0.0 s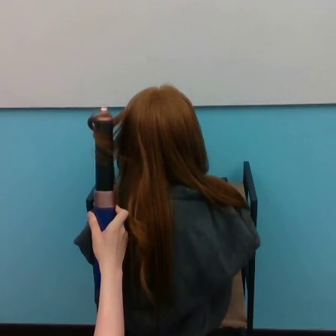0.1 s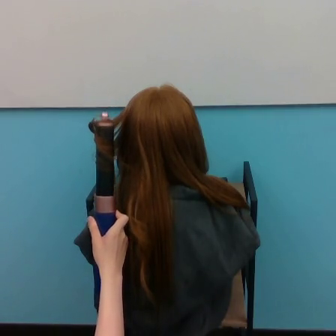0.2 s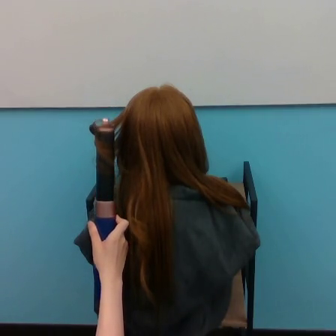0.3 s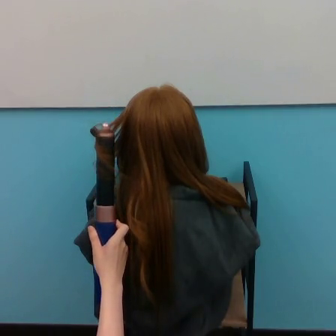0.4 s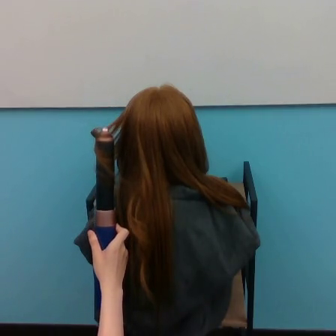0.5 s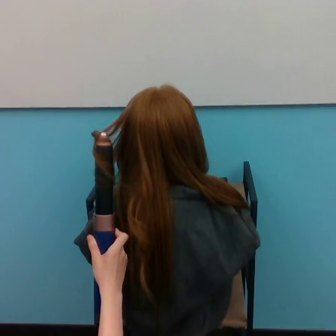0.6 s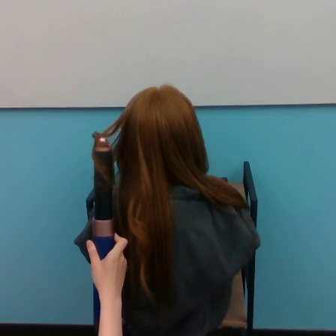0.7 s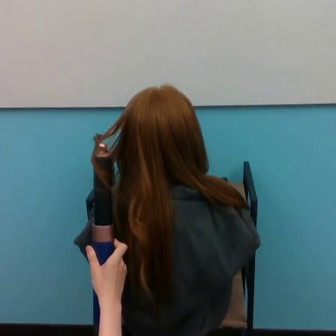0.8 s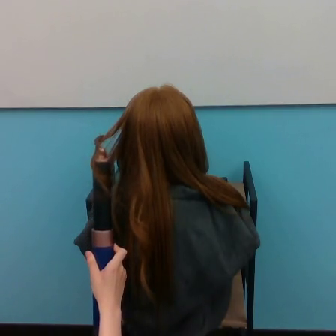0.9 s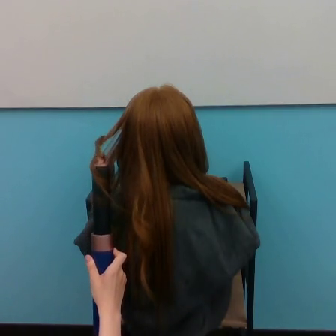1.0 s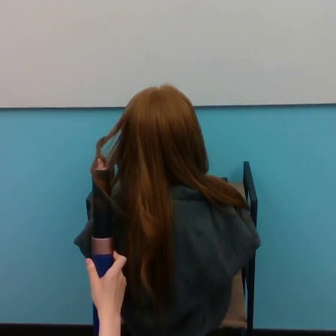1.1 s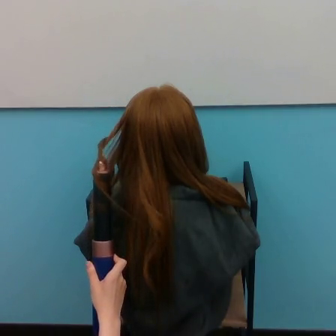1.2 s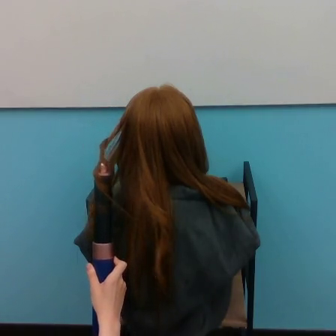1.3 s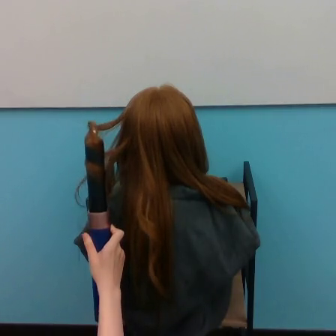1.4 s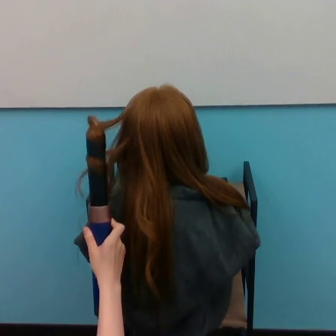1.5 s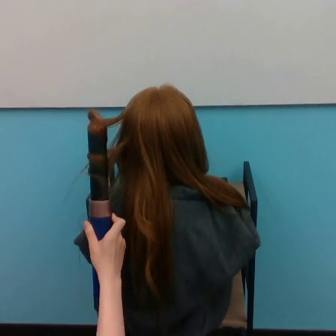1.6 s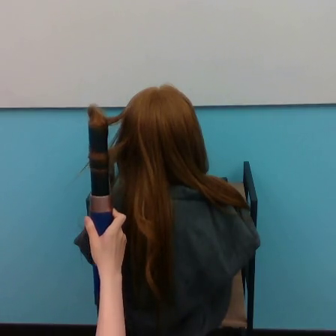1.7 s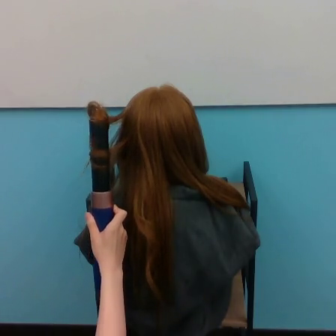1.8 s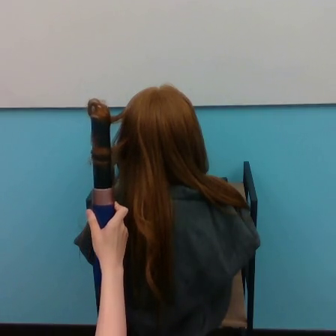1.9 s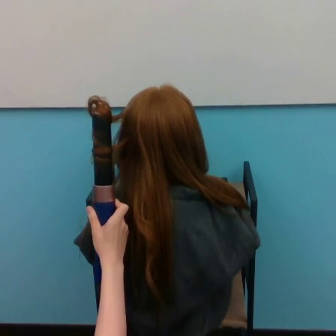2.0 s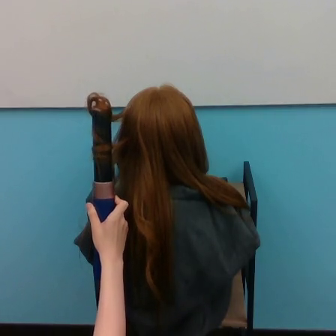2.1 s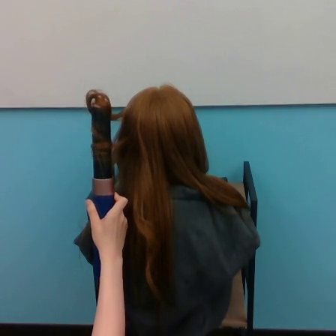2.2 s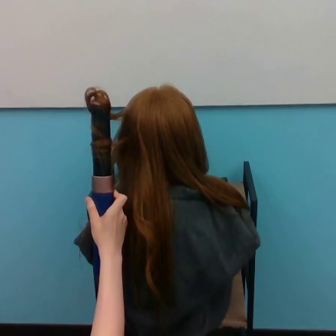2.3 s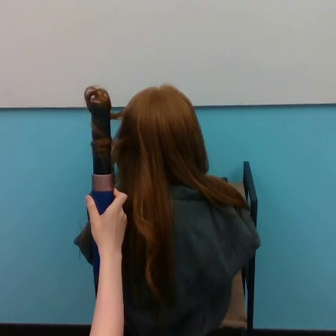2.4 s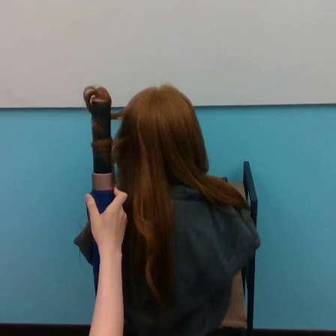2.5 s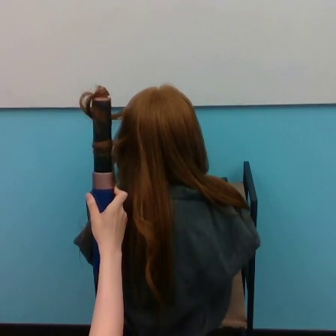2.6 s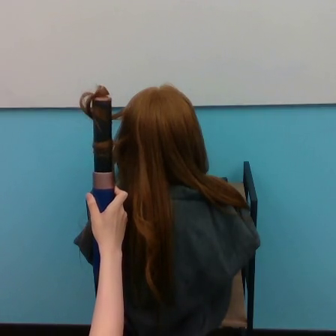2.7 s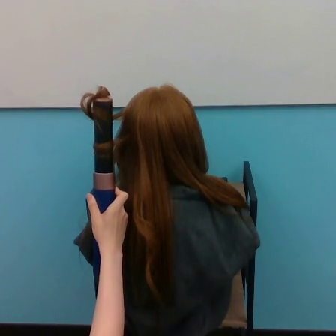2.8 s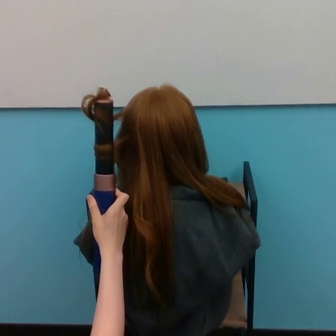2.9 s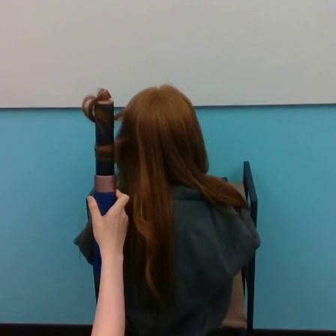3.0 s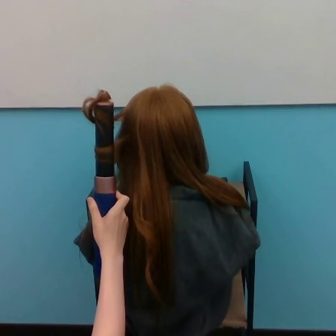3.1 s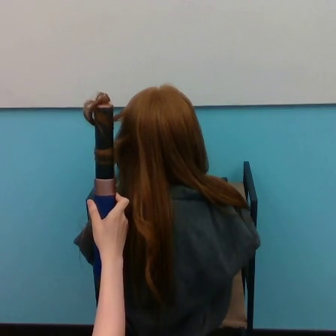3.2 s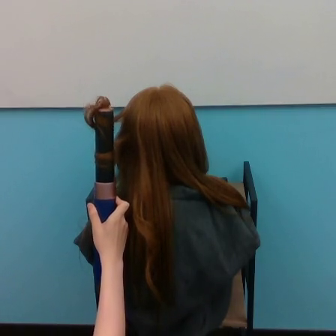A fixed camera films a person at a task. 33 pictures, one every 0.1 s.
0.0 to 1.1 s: The hand goes downward.
1.1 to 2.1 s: The hand goes upward.
2.1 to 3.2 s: The hand moves only a little.
Task: curl hair.
